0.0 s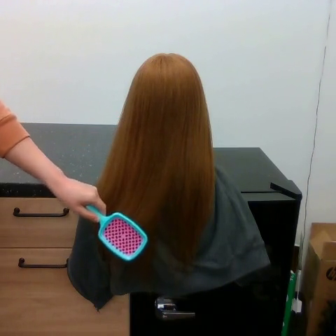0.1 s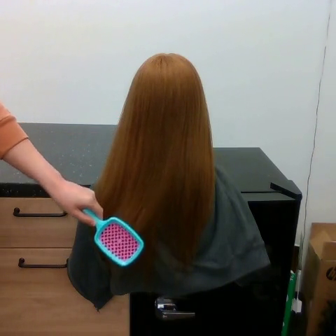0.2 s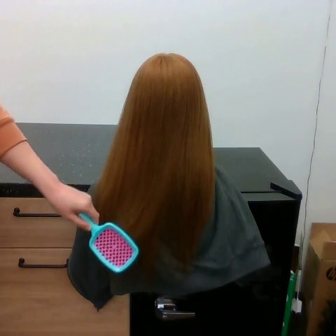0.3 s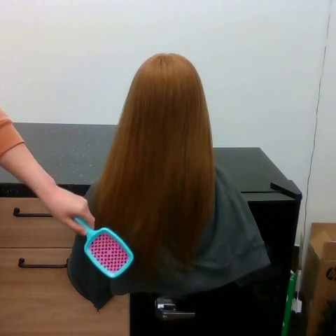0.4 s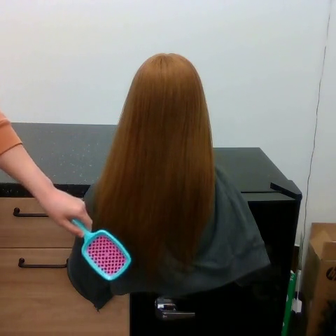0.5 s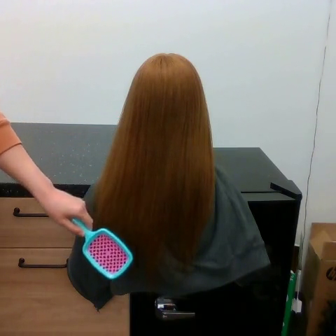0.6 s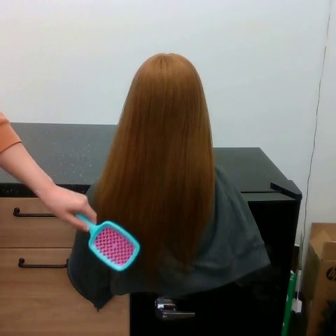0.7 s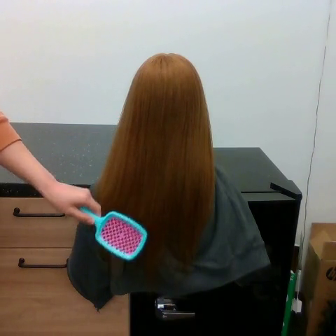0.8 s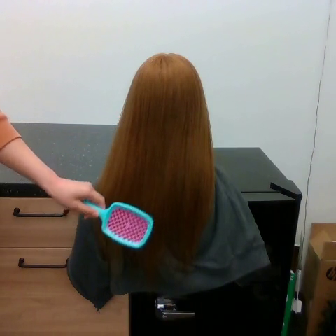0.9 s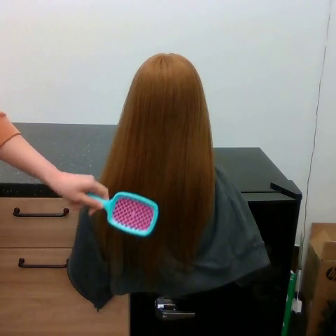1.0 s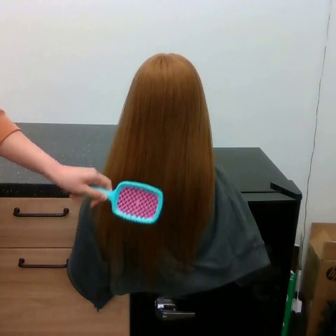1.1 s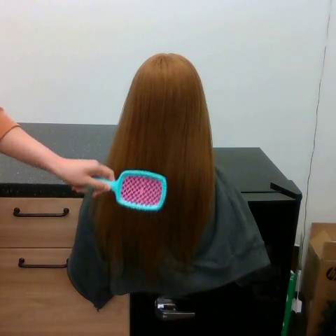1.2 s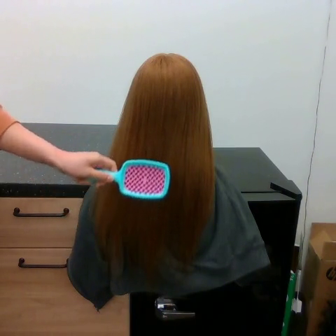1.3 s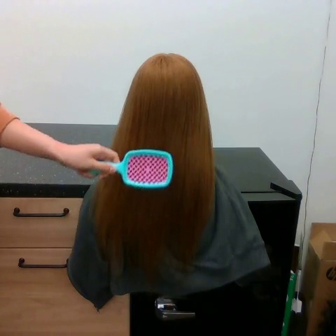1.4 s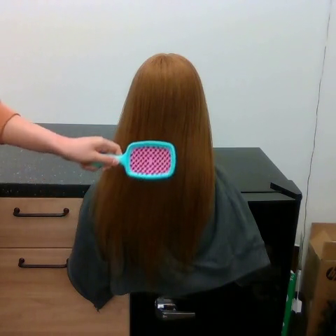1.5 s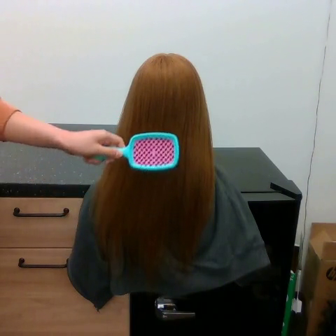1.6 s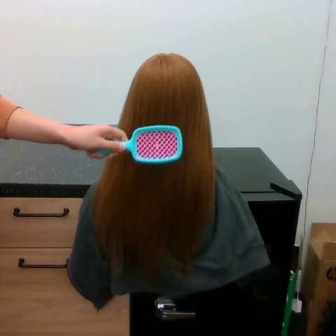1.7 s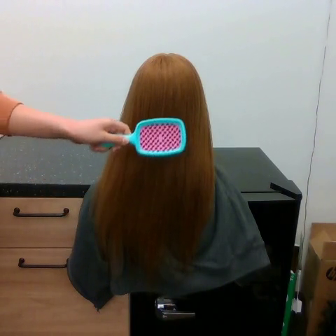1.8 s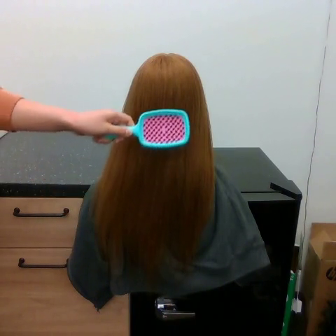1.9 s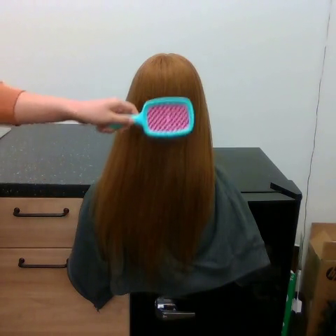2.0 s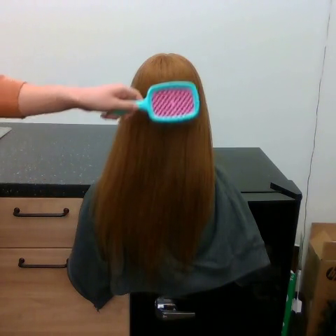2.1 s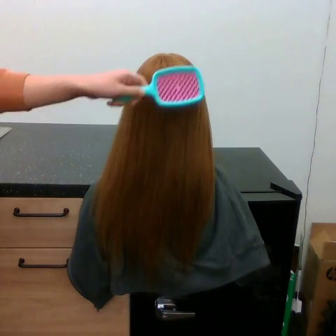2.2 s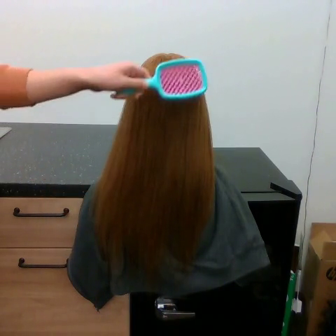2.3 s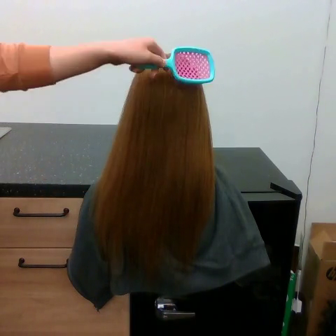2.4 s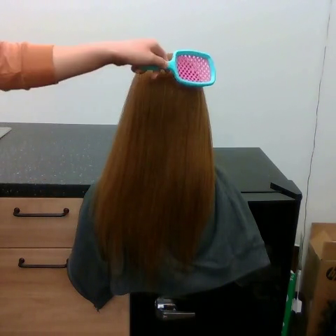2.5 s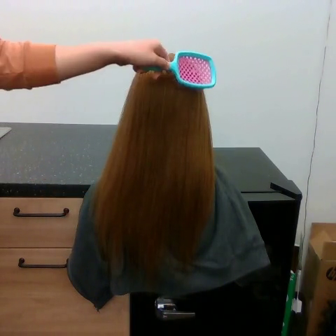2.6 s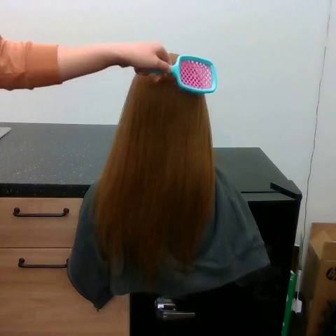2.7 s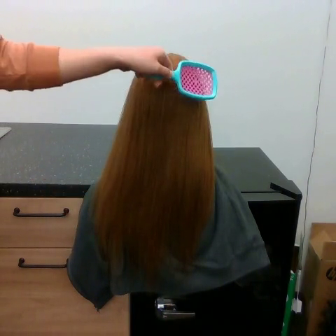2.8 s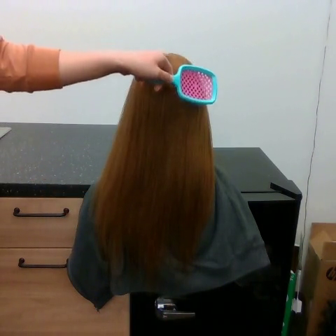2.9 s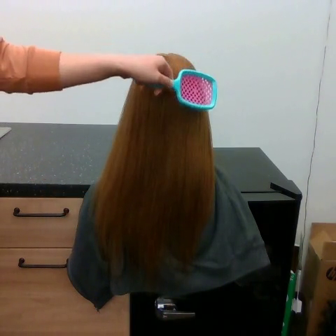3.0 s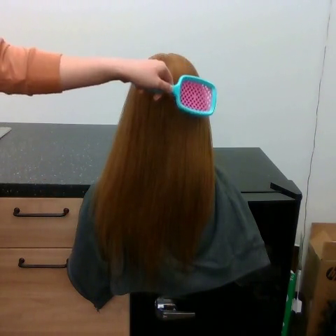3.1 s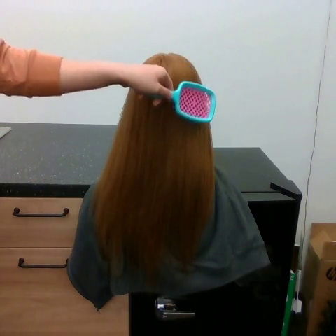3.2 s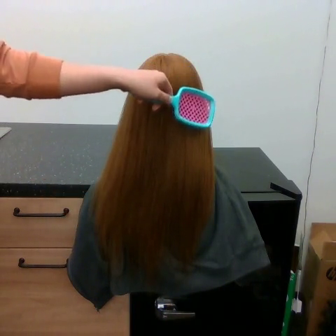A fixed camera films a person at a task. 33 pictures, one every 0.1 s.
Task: brush hair.
0.0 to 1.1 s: The hand goes upward.
1.1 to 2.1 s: The hand goes upward.
2.1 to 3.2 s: The hand goes upward and to the right, then downward.
